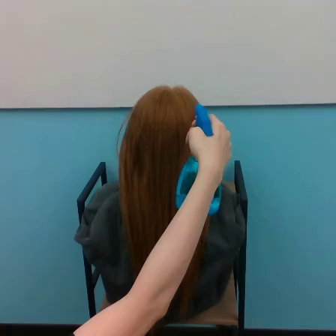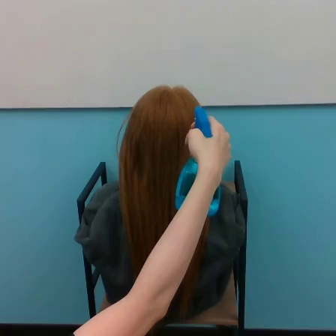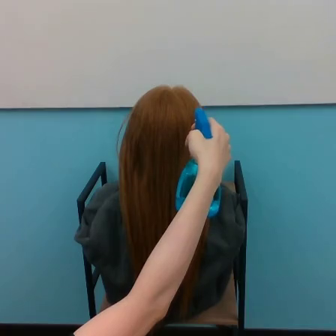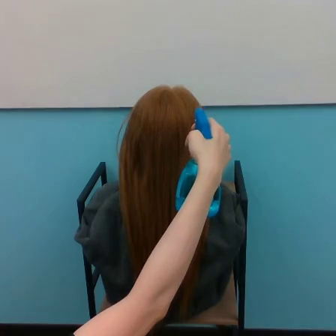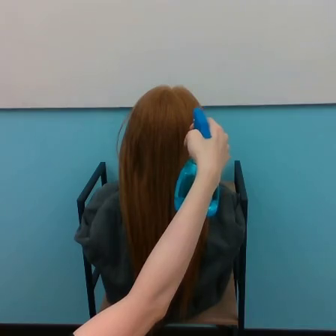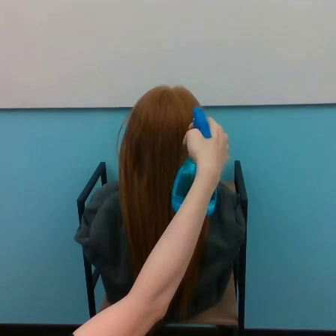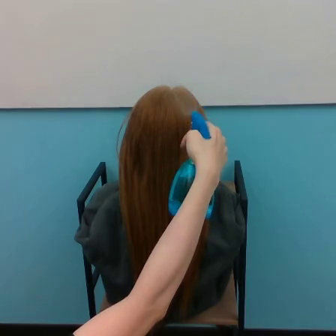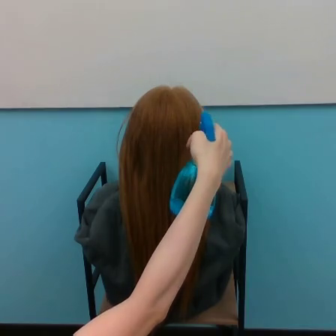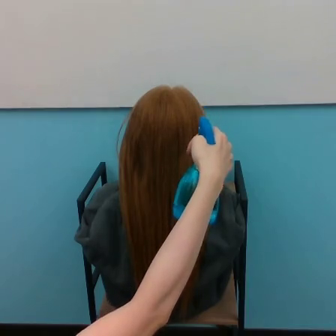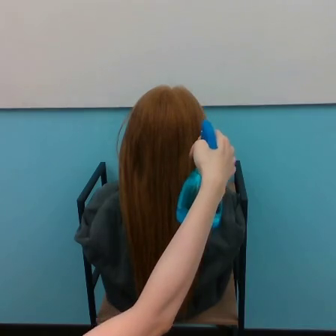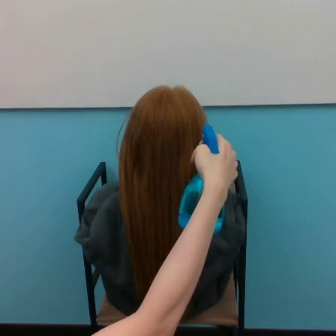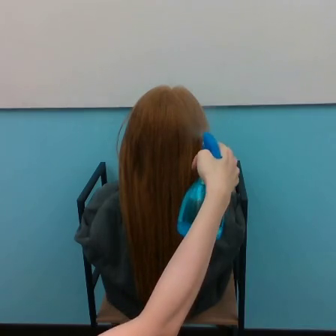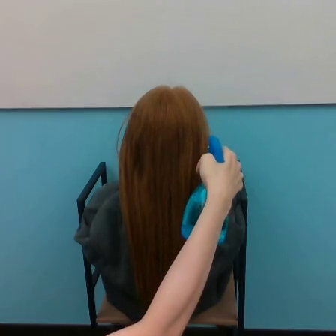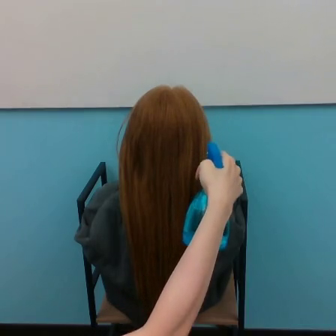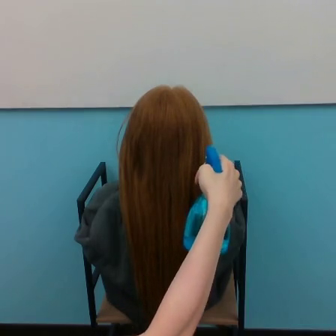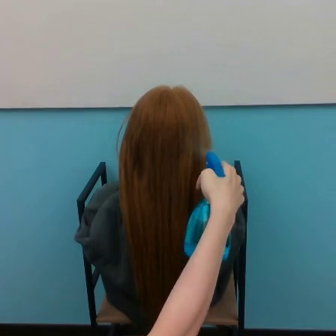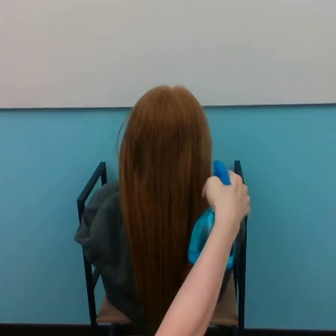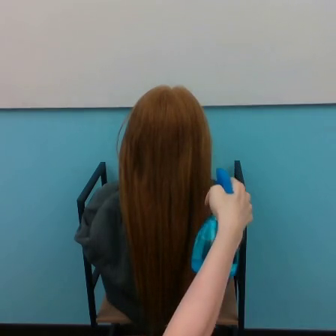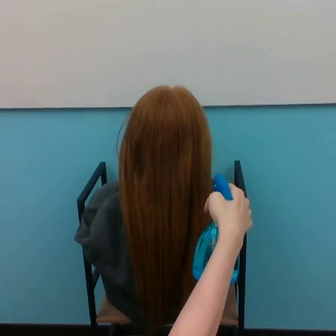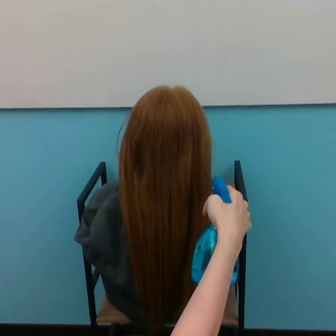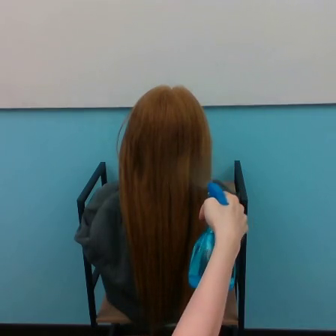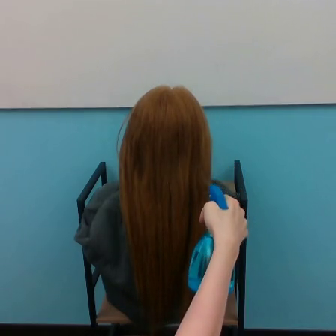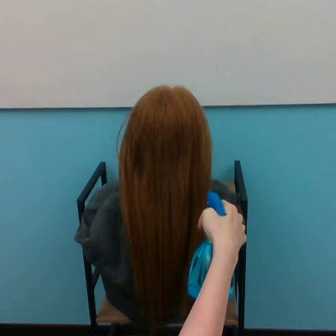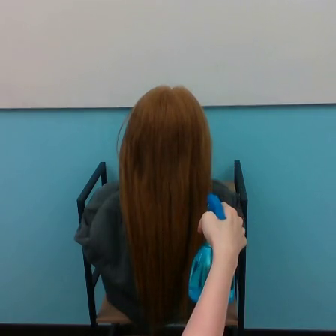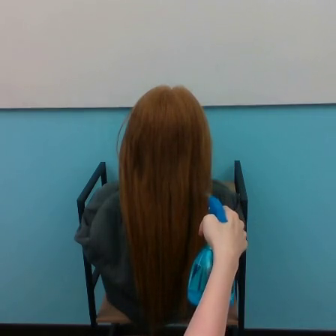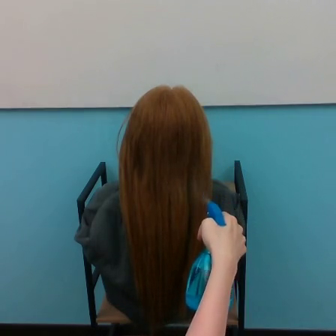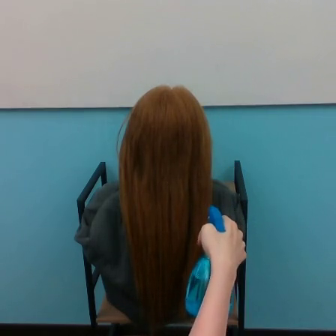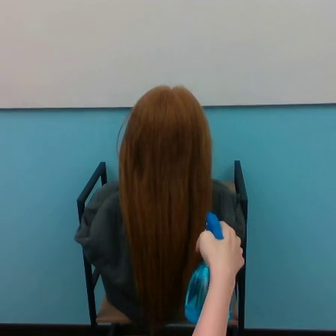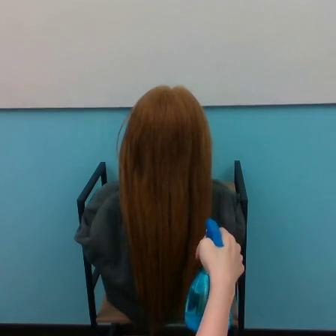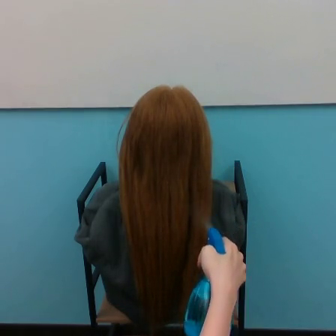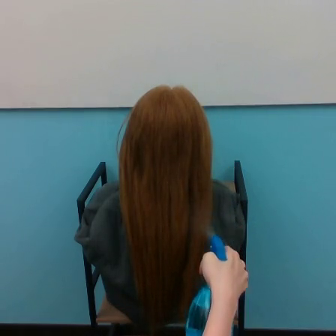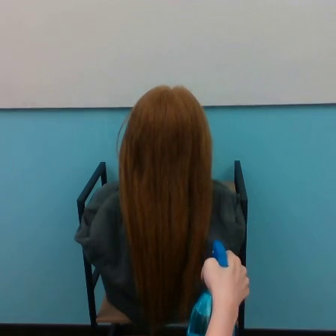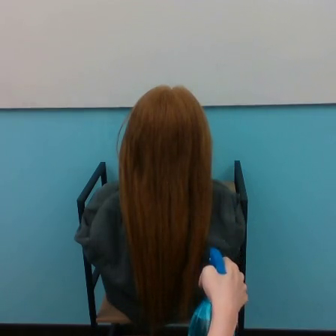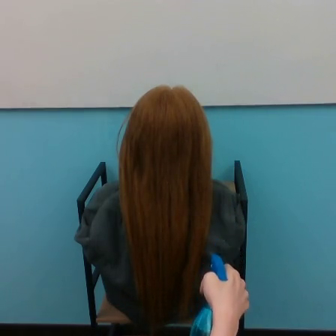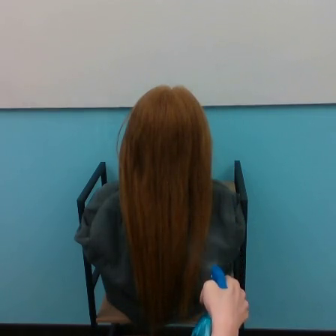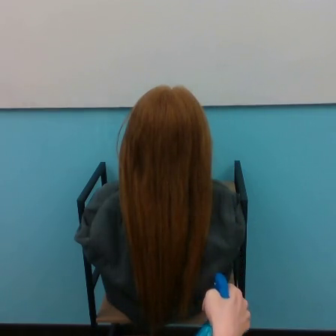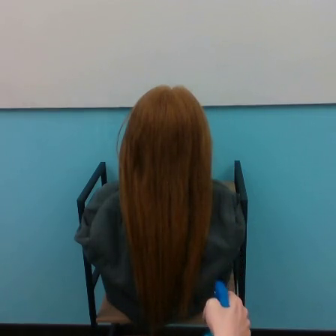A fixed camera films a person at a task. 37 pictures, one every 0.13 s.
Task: spray water on hair.
Motion: move downward.
0.00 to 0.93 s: The hand moves only a little.
0.93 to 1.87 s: The hand goes downward.
1.87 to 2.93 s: The hand goes downward.
2.93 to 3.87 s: The hand goes downward.
3.87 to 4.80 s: The hand goes downward.
